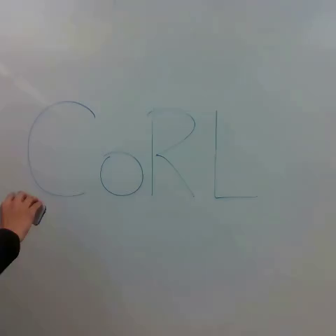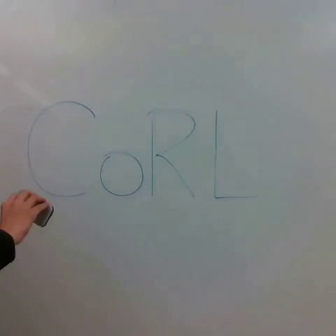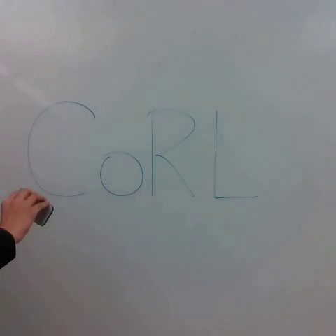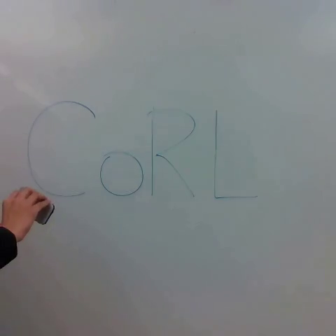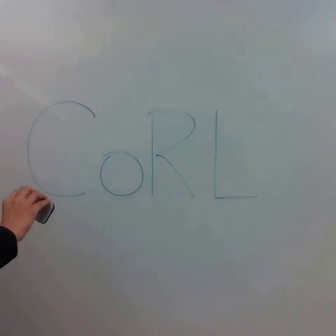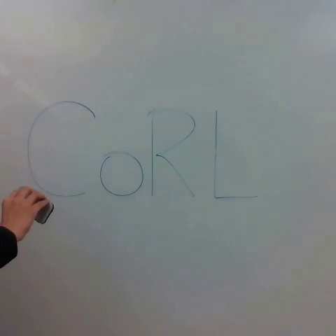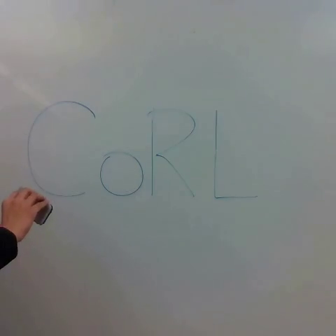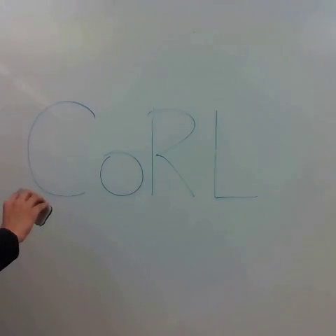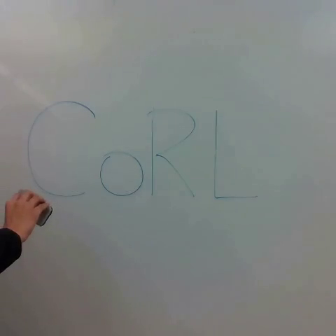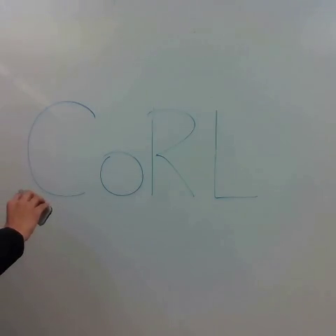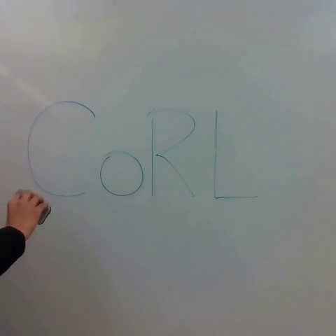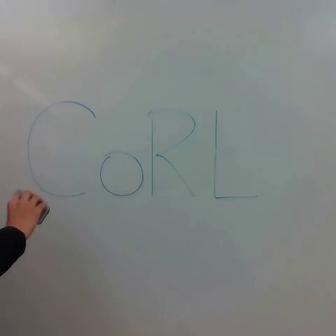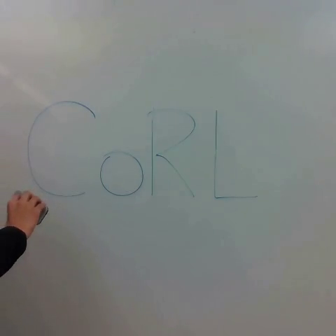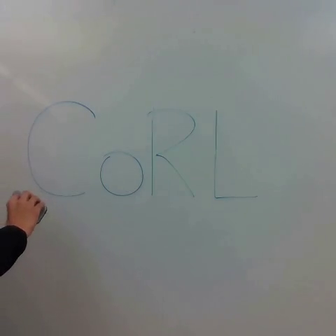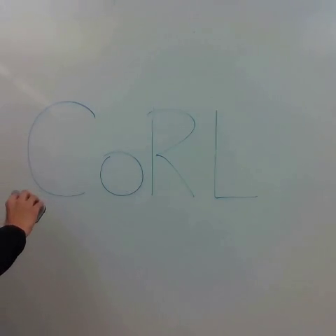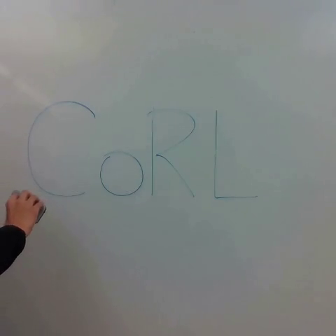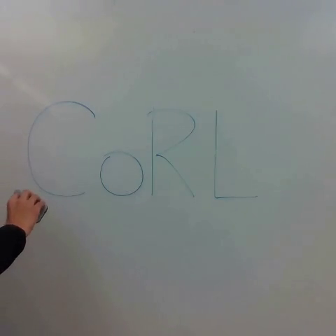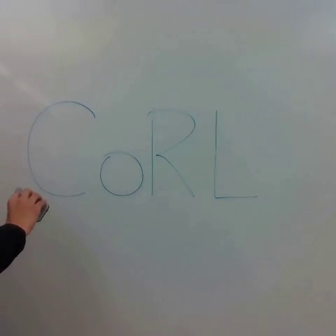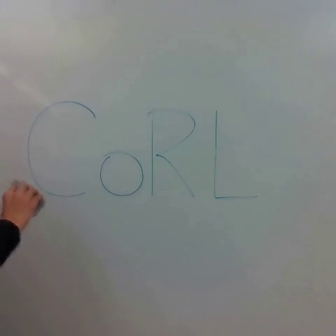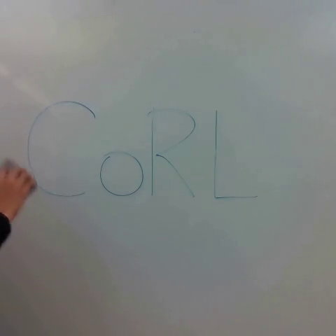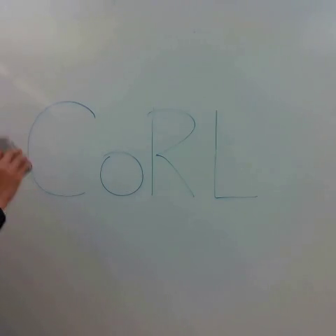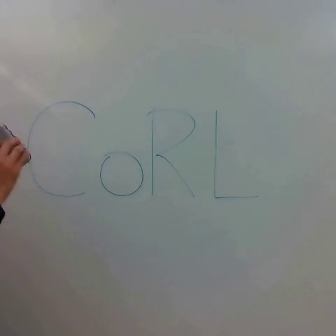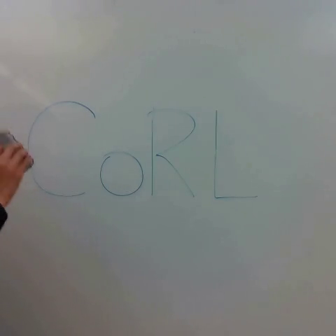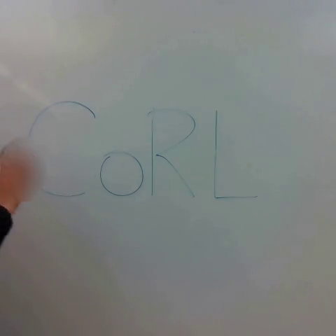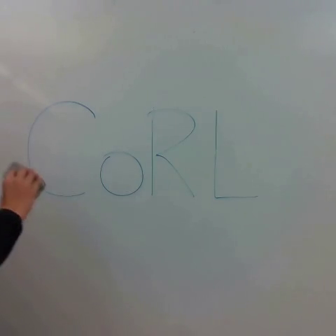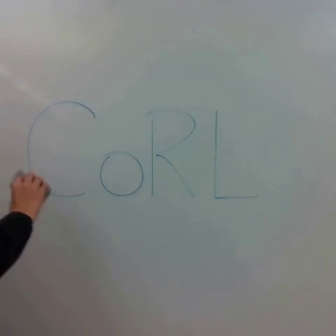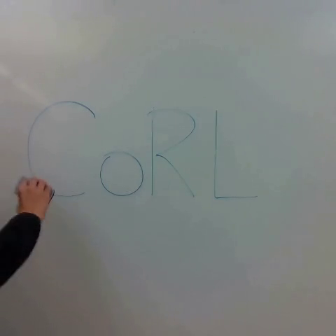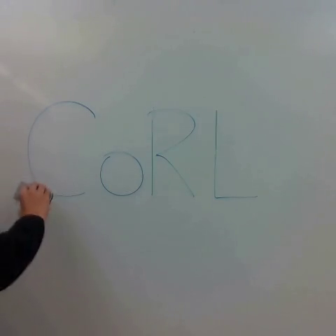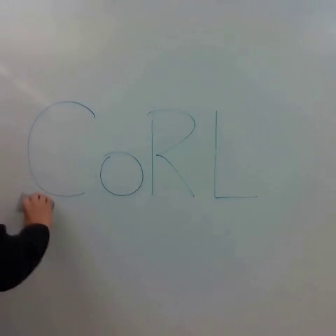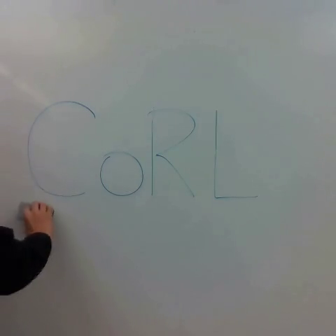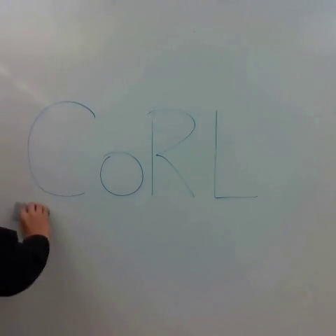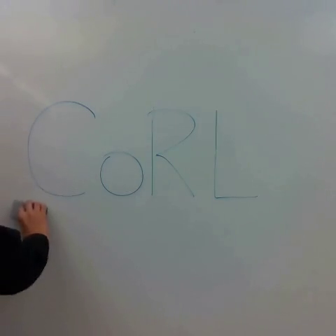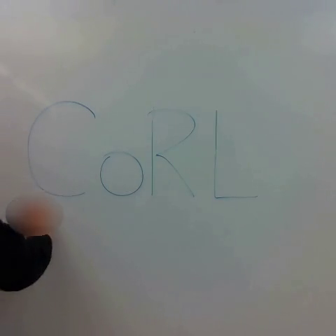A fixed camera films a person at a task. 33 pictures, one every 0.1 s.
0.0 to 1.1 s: The hand moves only a little.
1.1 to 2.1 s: The hand goes upward and to the left.
2.1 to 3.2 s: The hand goes downward and to the right, on a clockwise arc.
Task: erase whiteboard.
